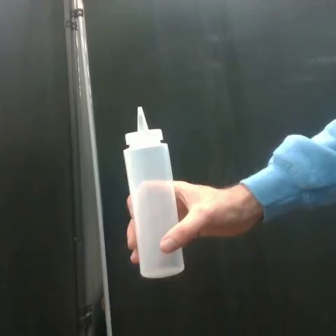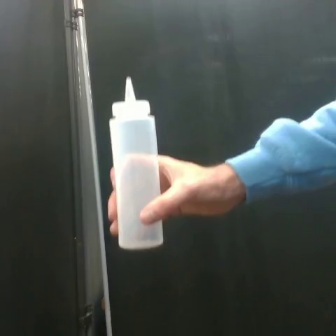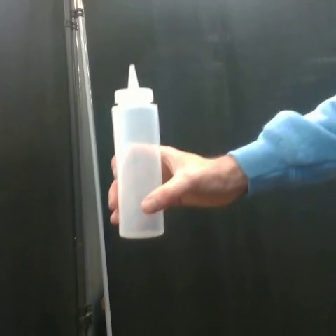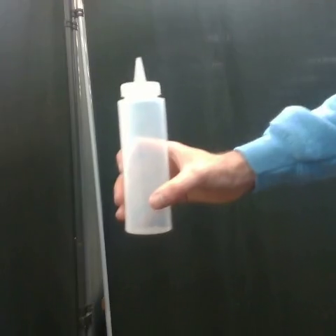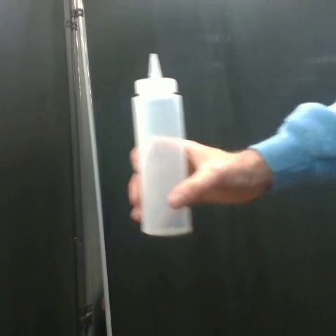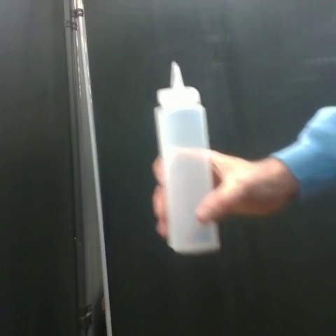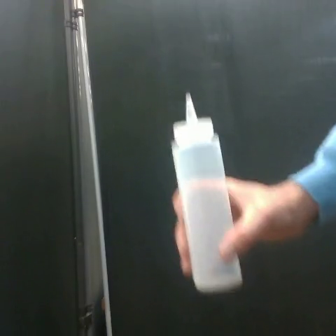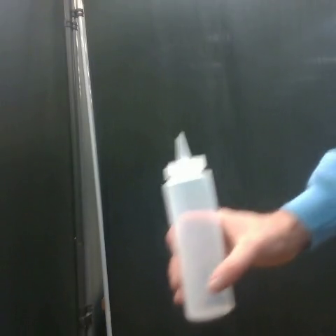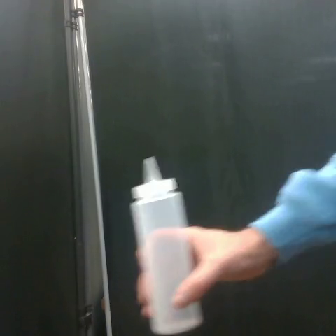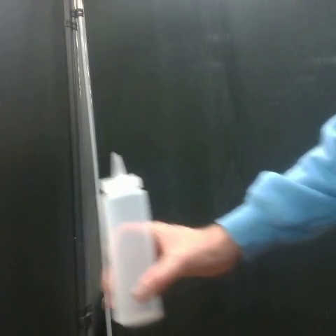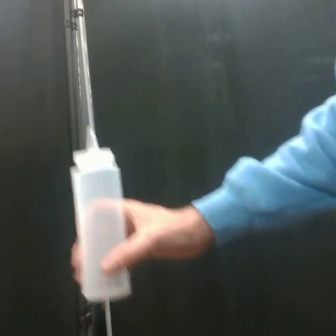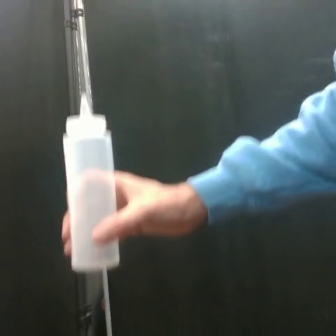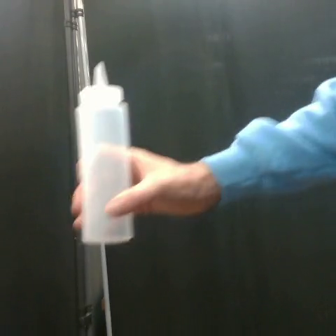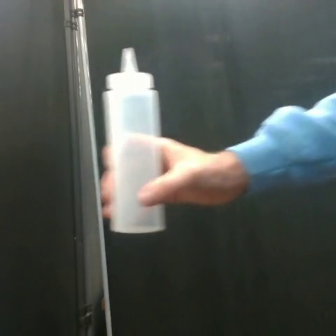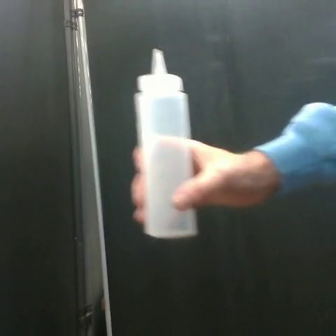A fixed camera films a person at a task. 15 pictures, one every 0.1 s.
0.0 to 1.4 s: The hand goes downward and to the right, then upward, on a clockwise arc.
In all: It circles clockwise, turning through about 450 degrees.
Task: shake the condiment dispenser.
Motion: make a circular motion clockwise.
